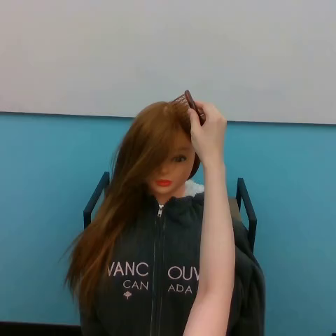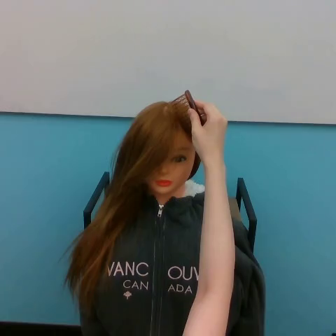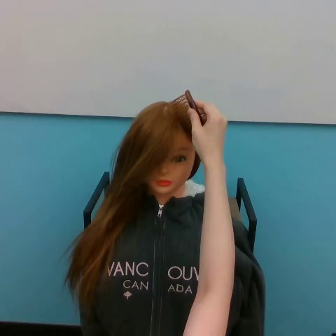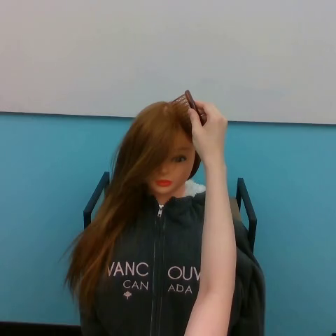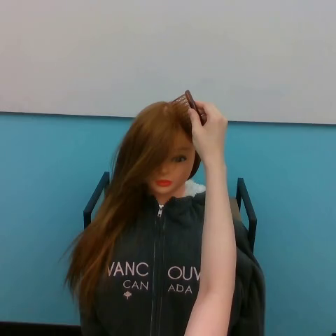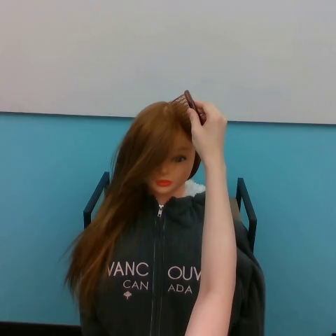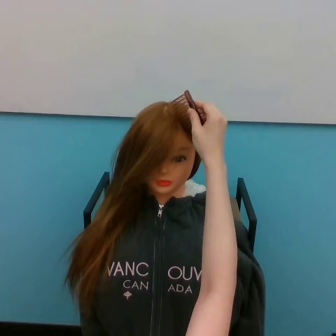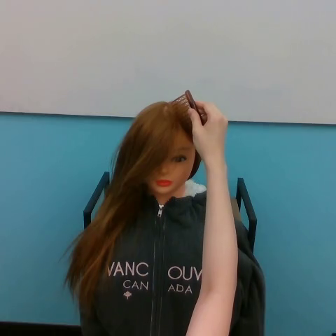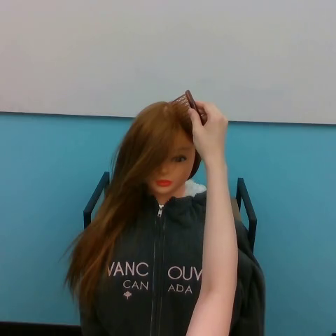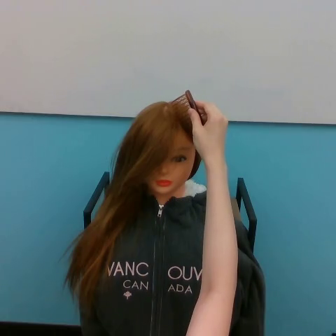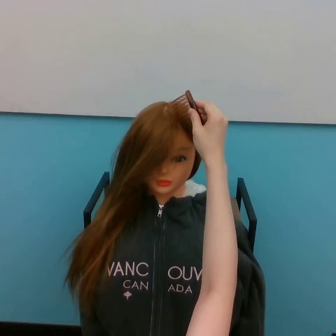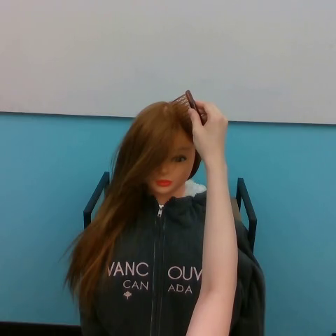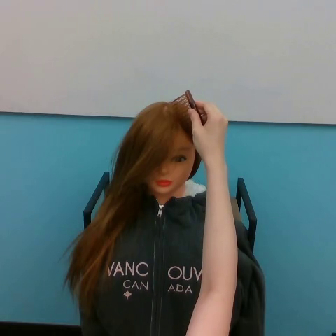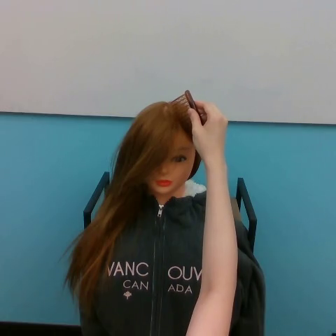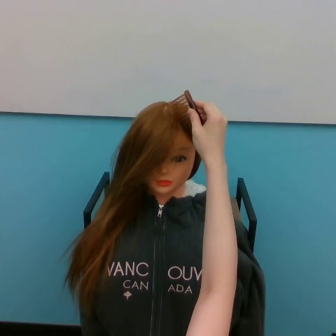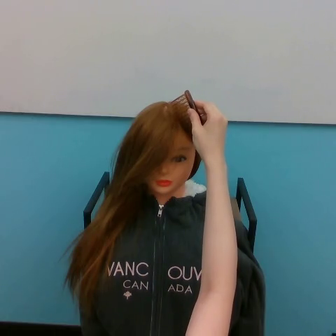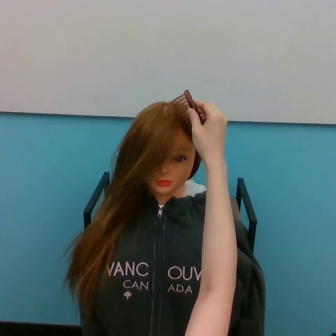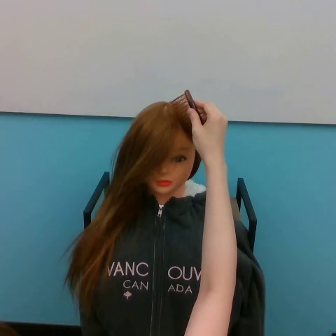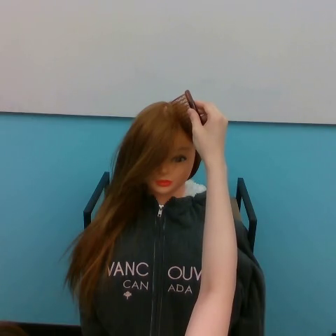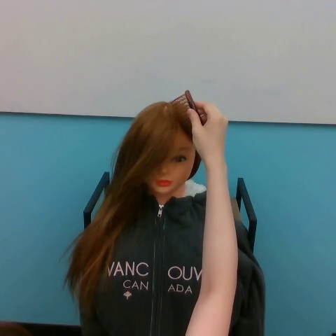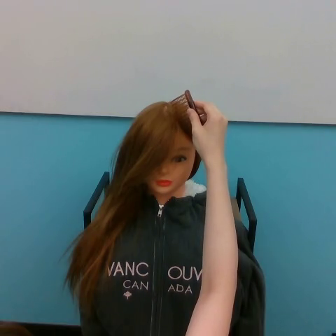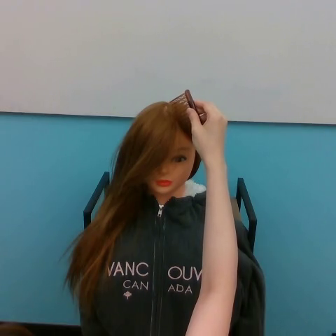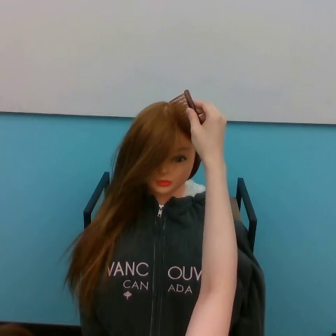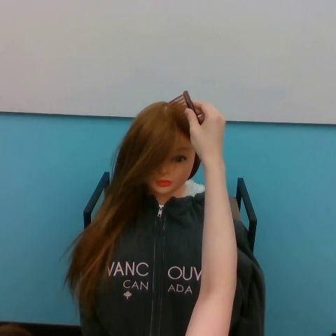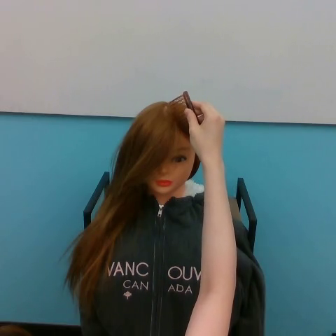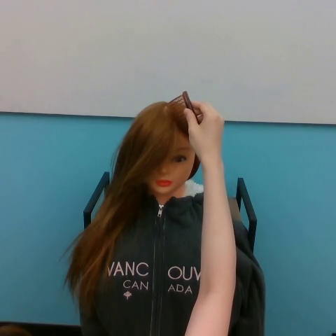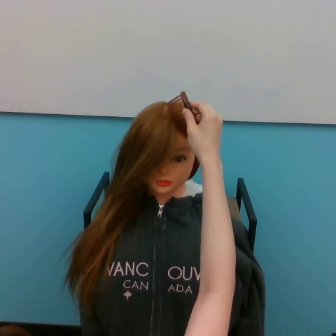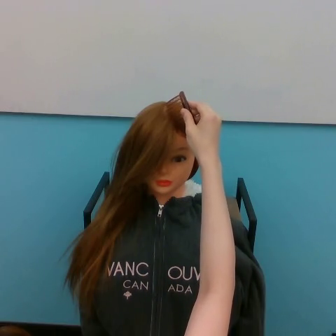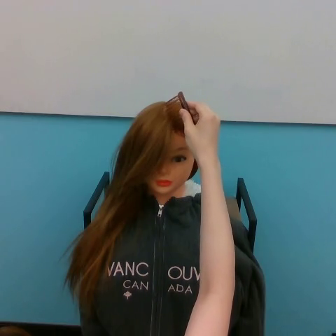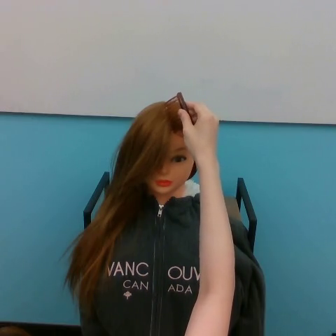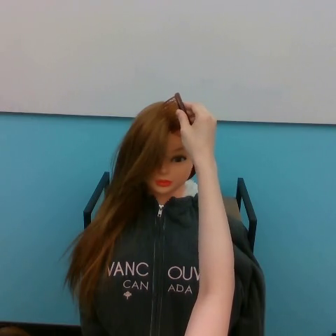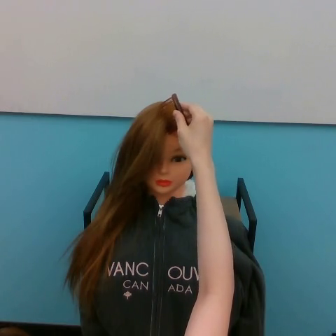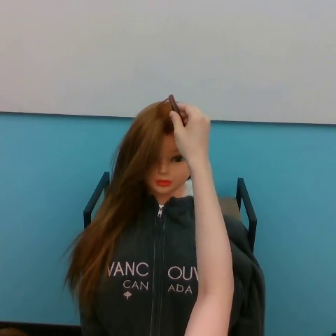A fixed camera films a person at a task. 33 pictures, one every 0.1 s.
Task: brush hair.
0.0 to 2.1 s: The hand stays where it is.
2.1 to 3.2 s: The hand goes to the left.
